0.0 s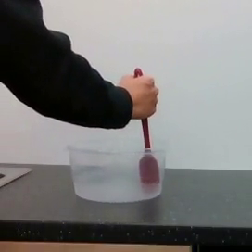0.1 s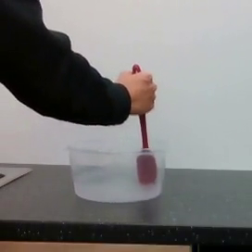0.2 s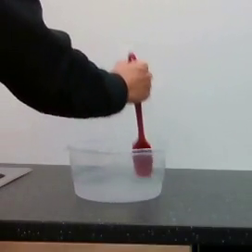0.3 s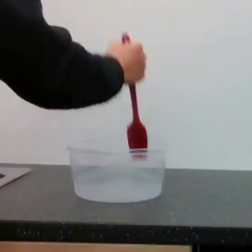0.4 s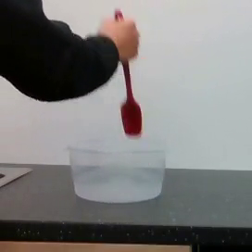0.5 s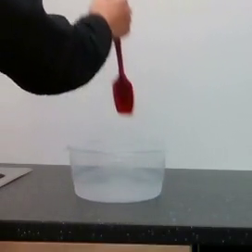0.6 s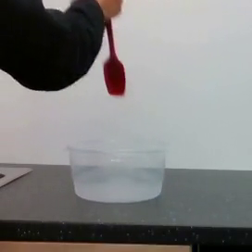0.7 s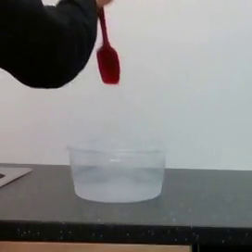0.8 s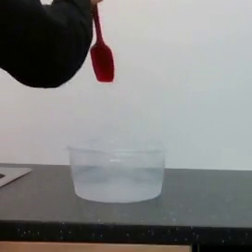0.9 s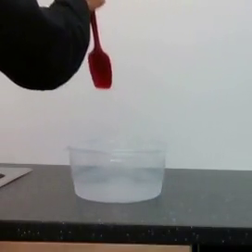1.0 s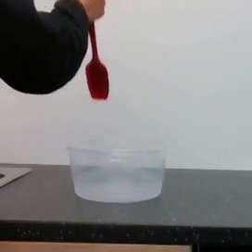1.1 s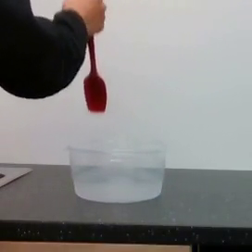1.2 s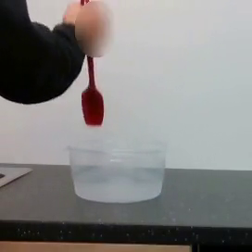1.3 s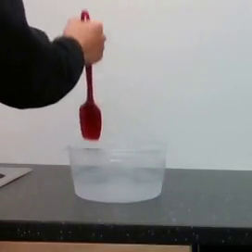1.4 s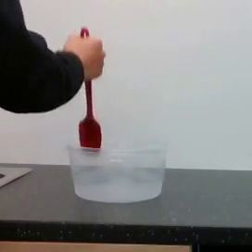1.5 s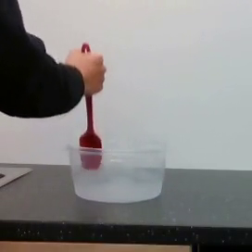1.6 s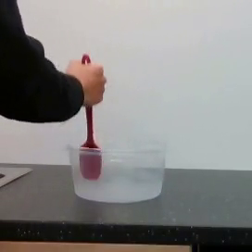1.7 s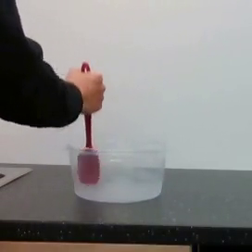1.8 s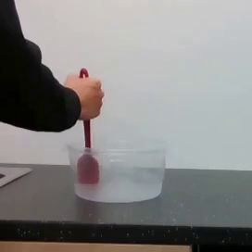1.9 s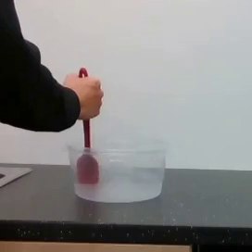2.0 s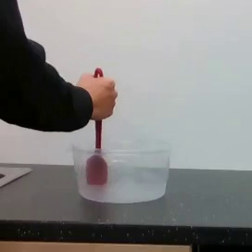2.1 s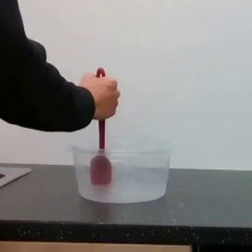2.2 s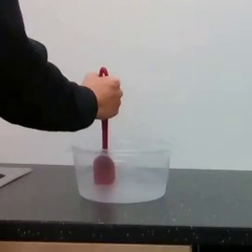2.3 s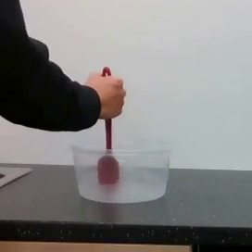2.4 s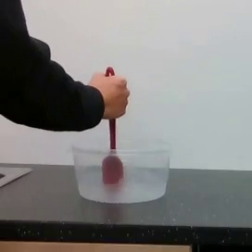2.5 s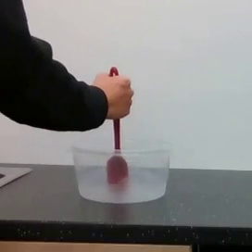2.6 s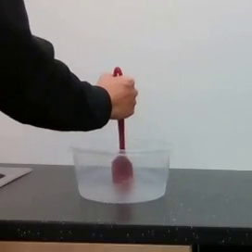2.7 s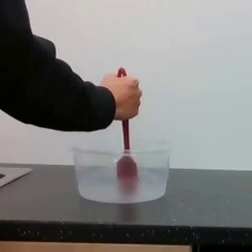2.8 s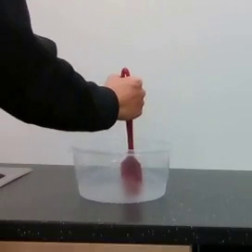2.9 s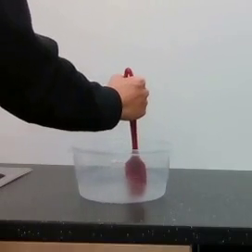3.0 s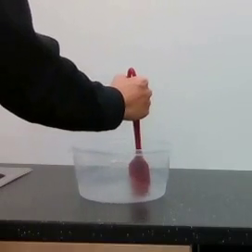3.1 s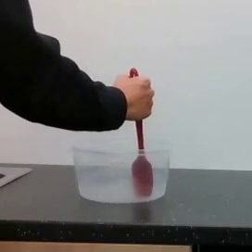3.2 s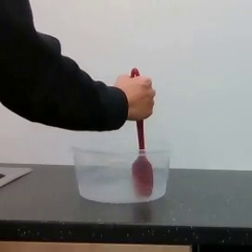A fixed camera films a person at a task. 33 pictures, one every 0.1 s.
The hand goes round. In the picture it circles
counterclockwise.
0.0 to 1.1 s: The hand goes upward and to the left, on a counterclockwise arc.
1.1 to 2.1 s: The hand goes downward.
2.1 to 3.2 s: The hand goes to the right.
In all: It circles counterclockwise, turning through about 270 degrees.
Task: stir.
